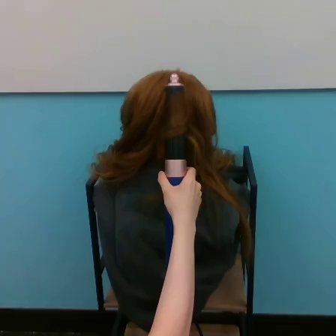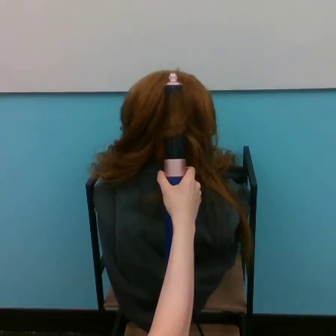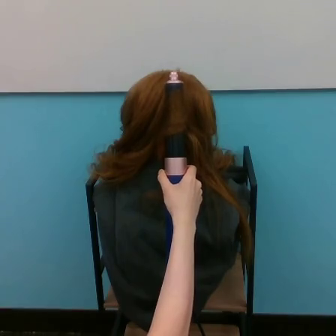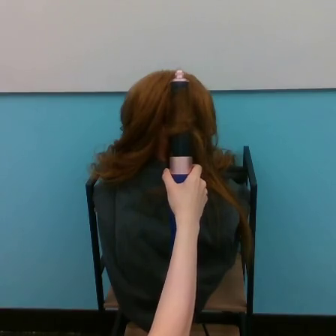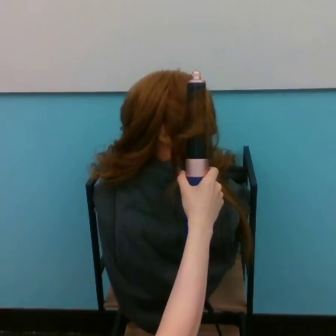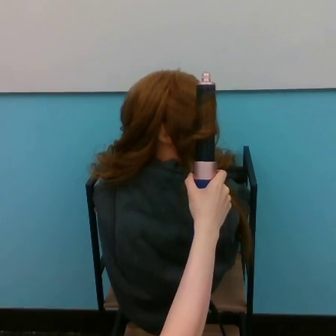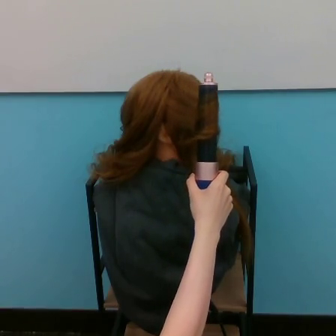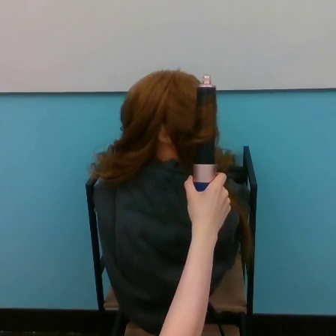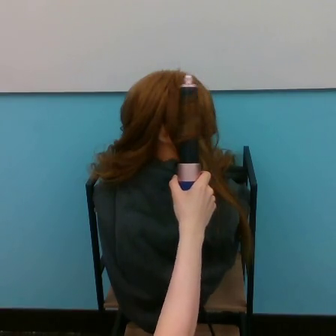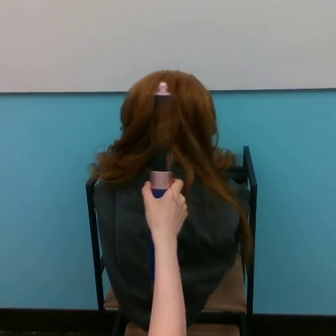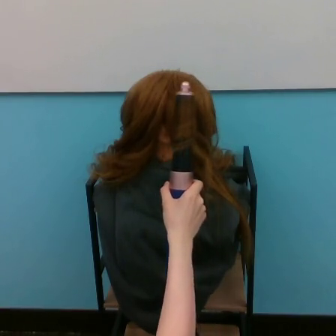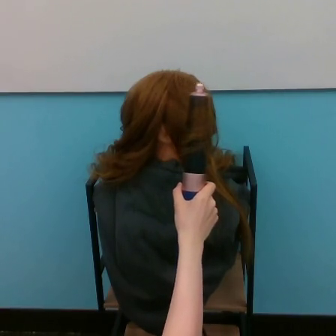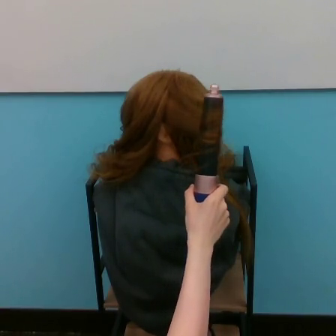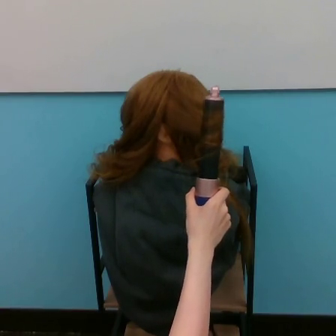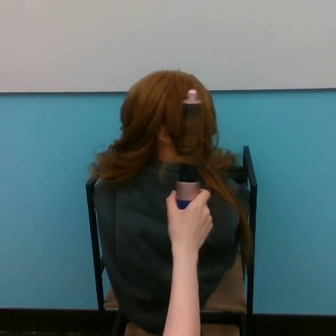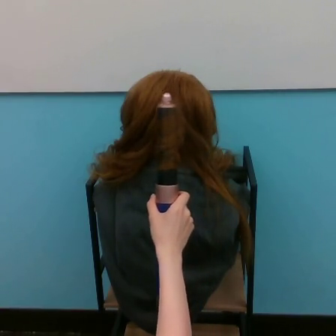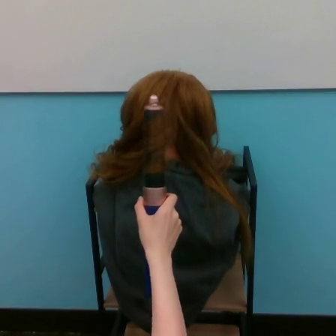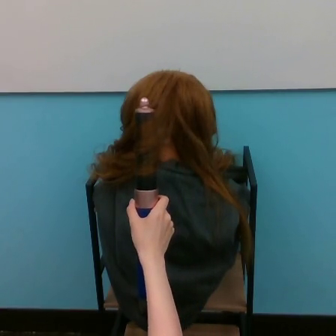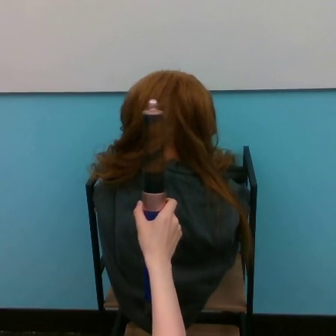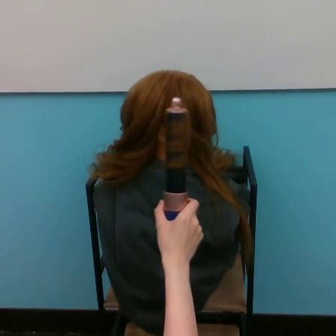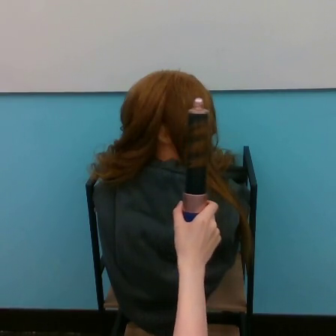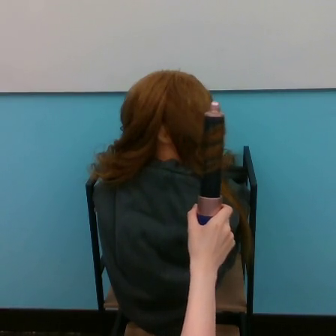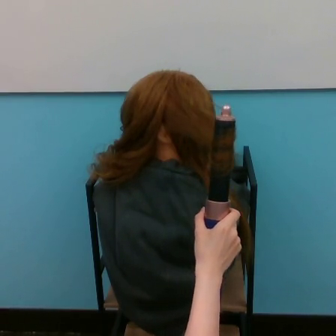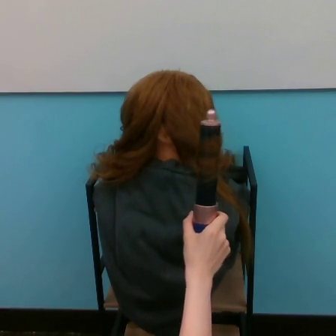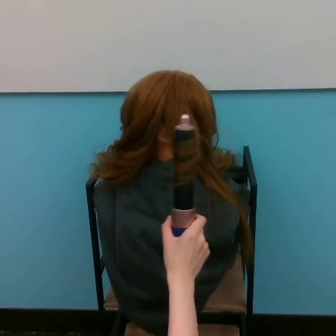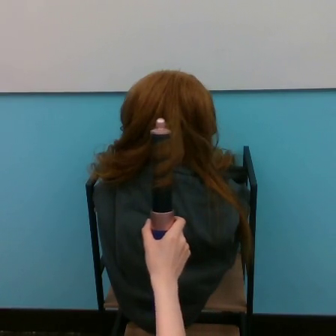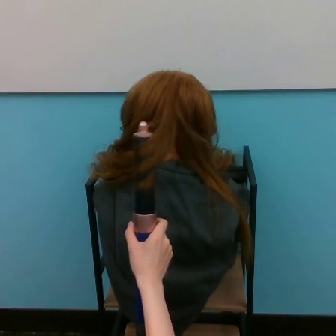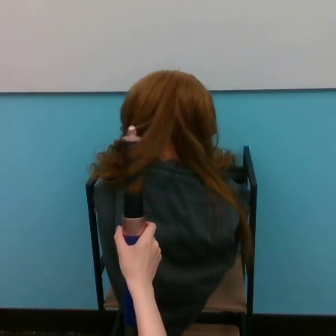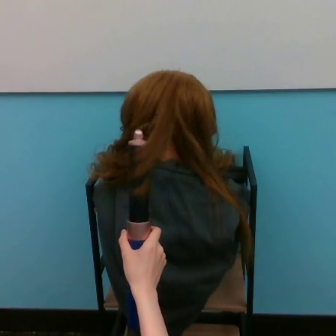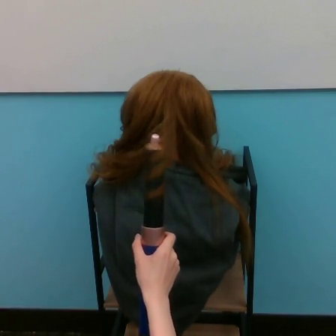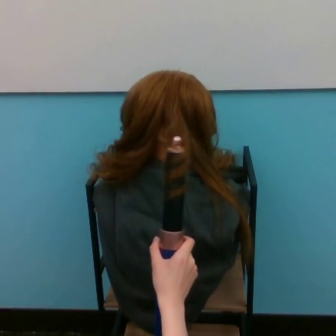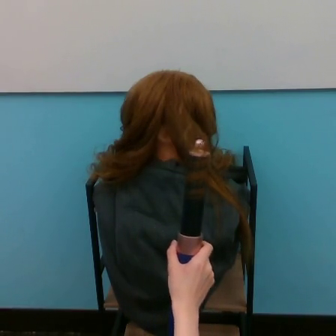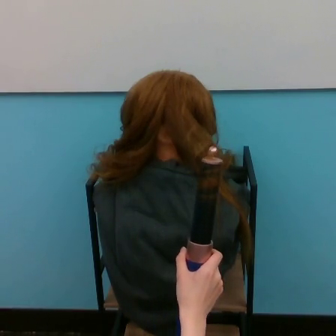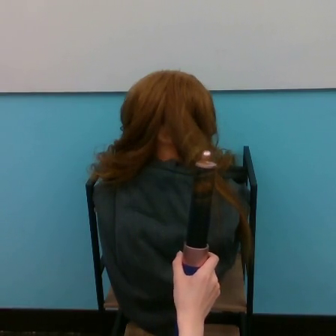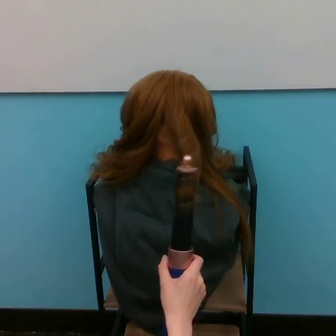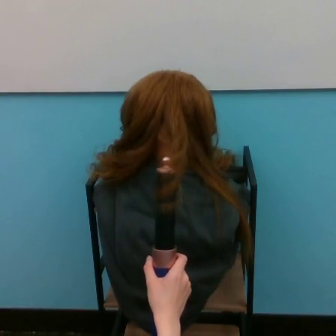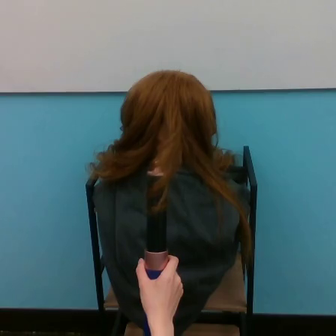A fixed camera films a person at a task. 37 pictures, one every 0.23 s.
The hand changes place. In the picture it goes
downward.
0.00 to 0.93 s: The hand goes to the right.
0.93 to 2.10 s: The hand goes to the left.
2.10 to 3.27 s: The hand goes to the right, then to the left.
3.27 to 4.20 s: The hand goes to the left.
4.20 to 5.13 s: The hand goes to the right.
5.13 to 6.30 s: The hand goes to the left.
6.30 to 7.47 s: The hand goes to the right and downward.
7.47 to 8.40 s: The hand goes to the left.
Task: curl hair.
Motion: move downward, making horizontal oscillations to the left and to the right.
